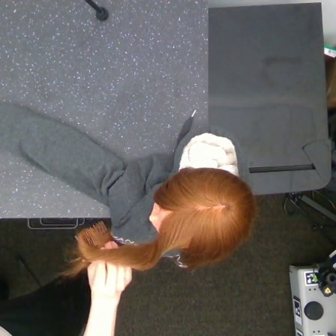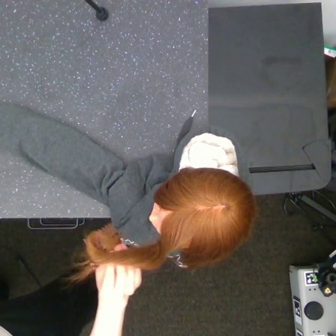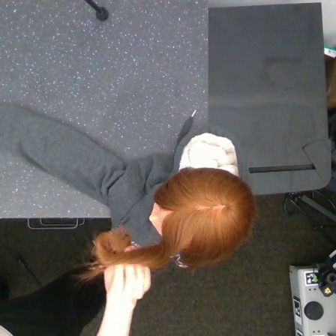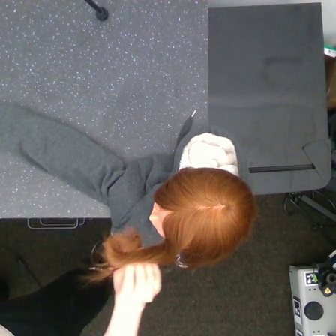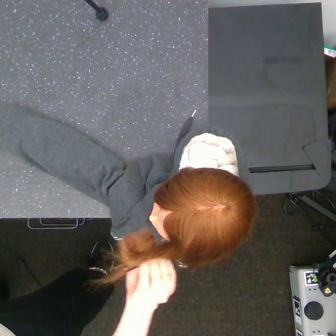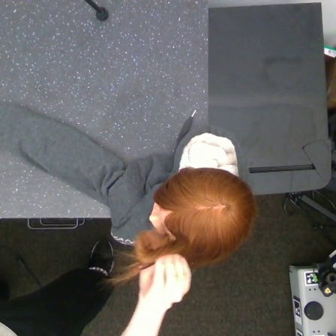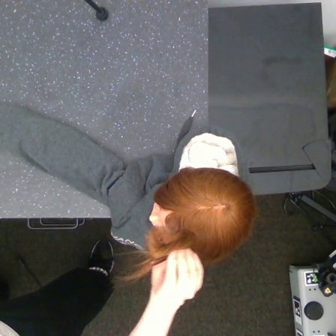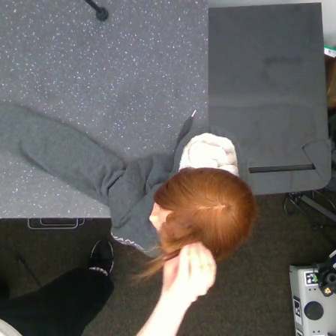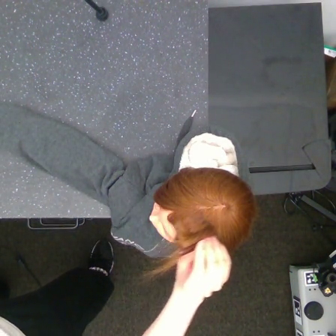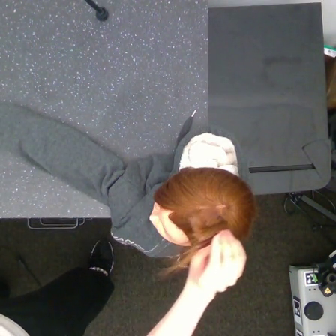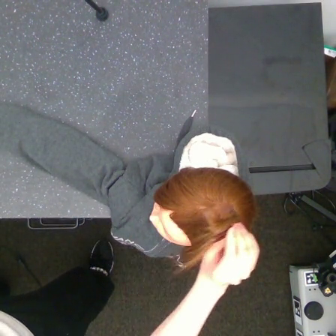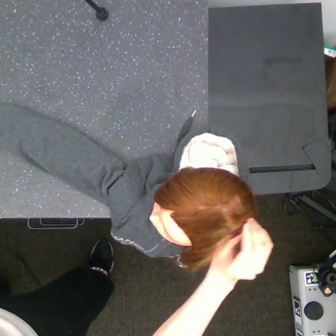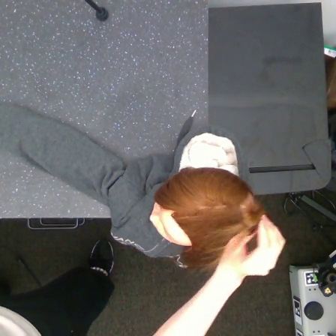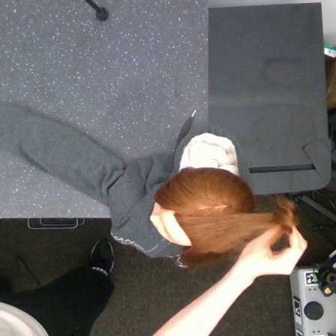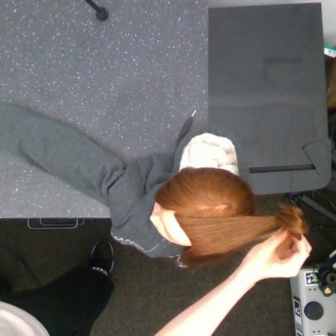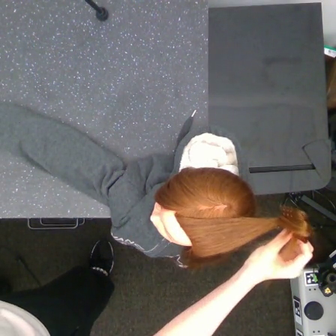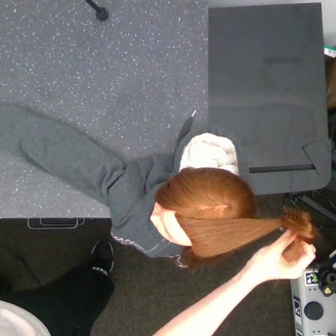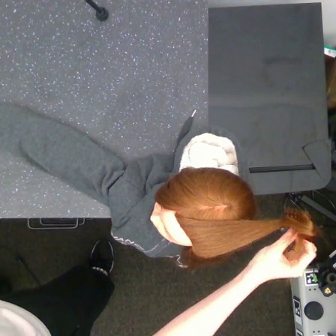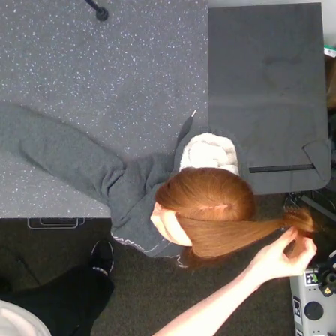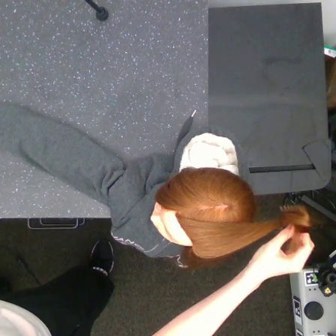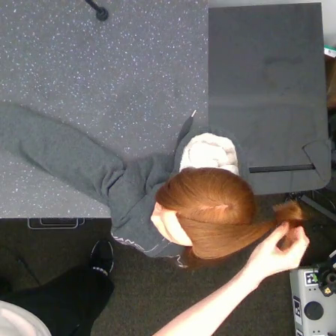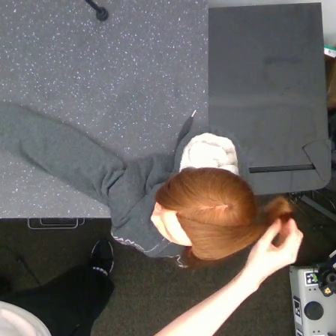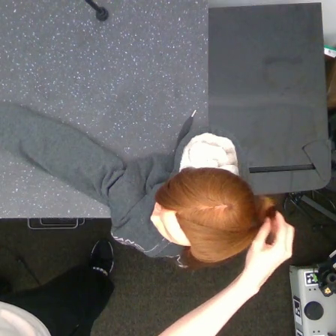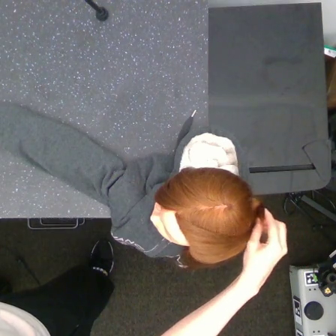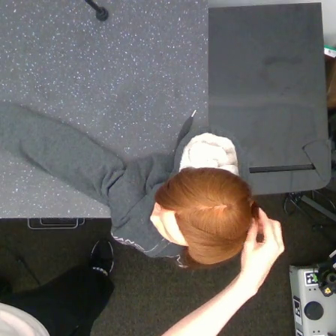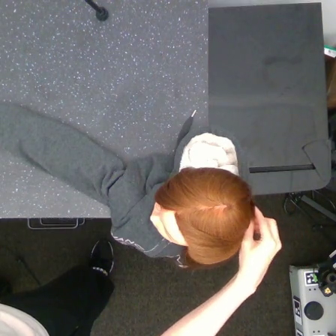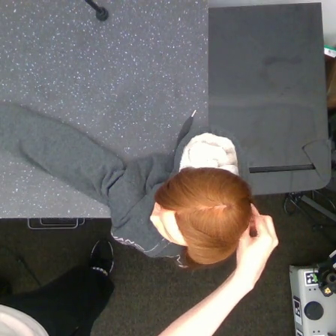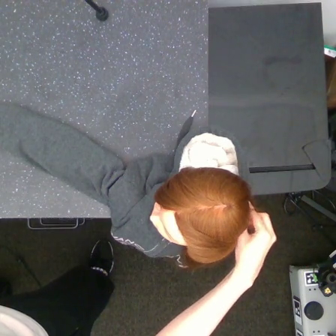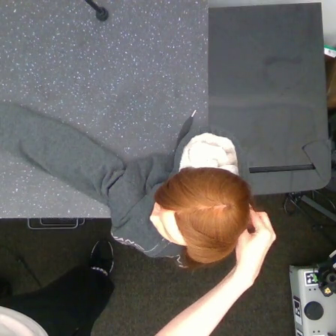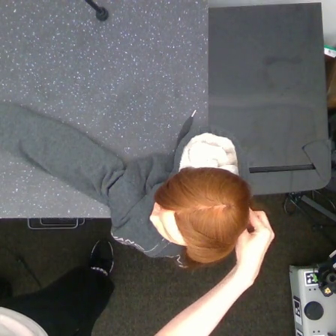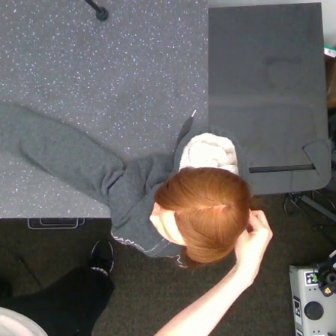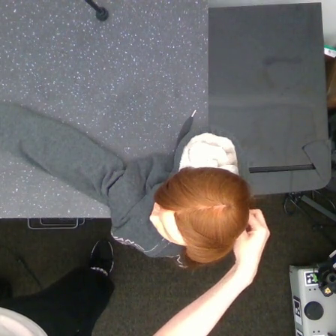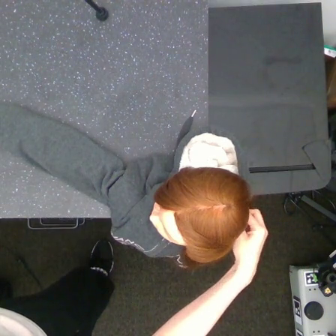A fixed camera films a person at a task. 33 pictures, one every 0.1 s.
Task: tidy side hair.
0.0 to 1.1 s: The hand goes to the right.
1.1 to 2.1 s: The hand goes to the right.
2.1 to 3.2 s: The hand goes to the left.
